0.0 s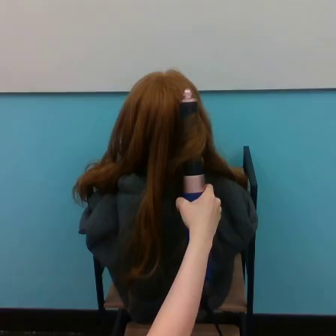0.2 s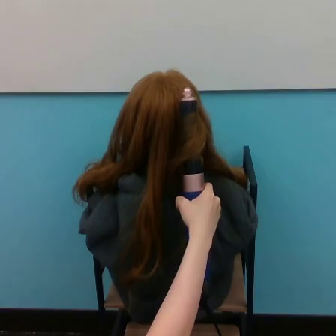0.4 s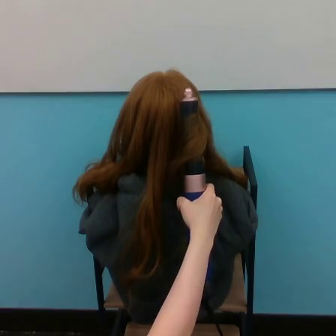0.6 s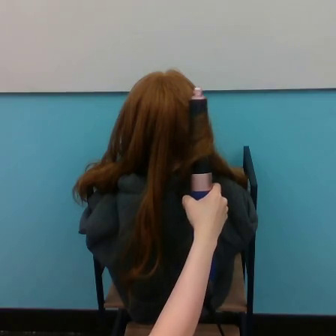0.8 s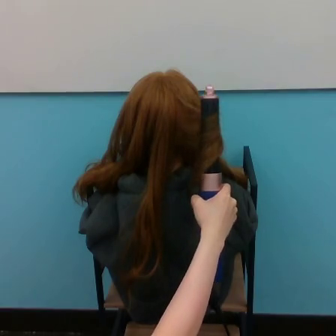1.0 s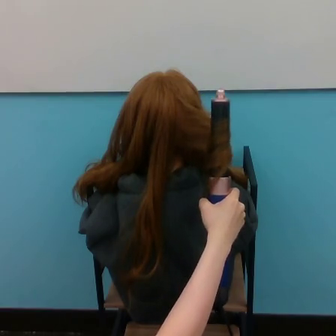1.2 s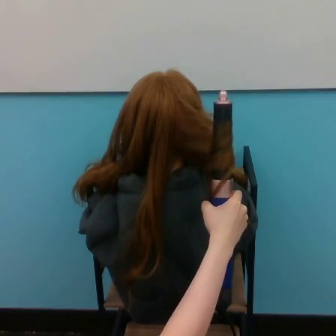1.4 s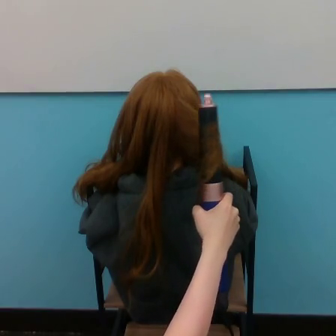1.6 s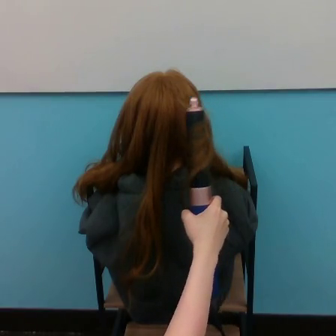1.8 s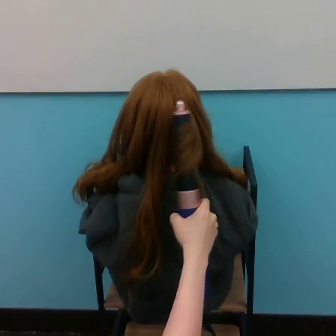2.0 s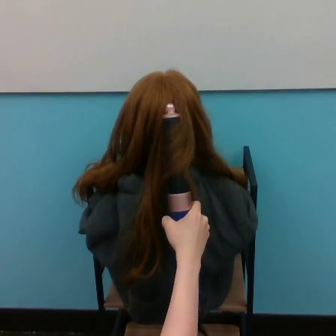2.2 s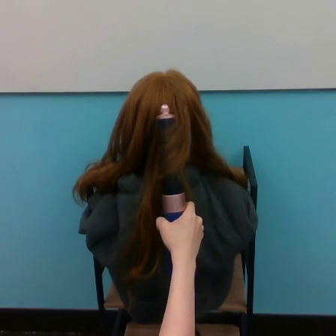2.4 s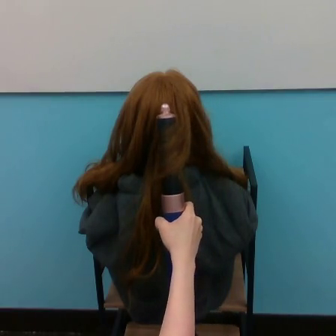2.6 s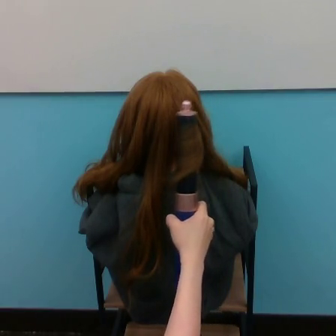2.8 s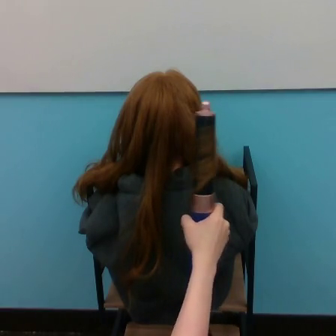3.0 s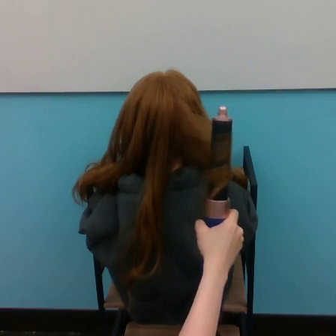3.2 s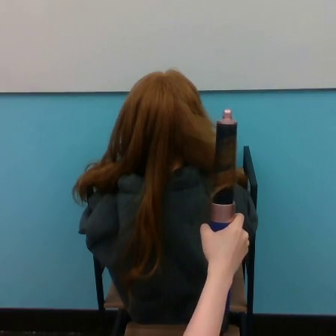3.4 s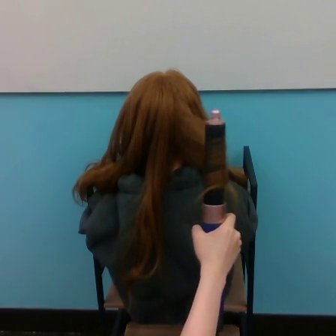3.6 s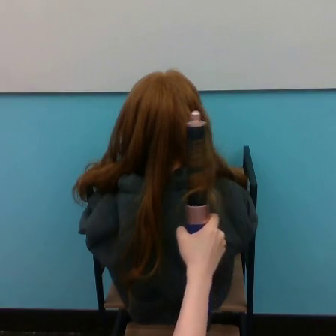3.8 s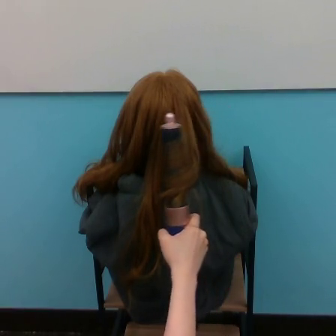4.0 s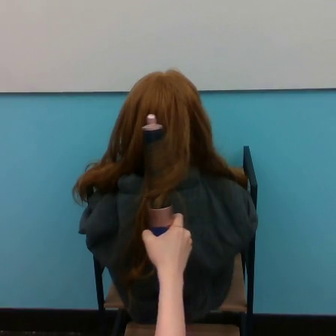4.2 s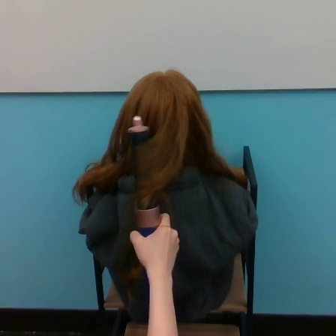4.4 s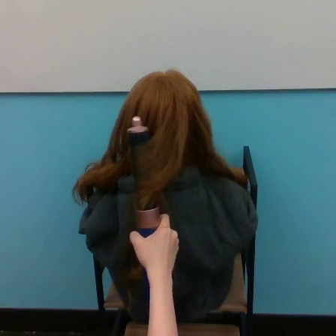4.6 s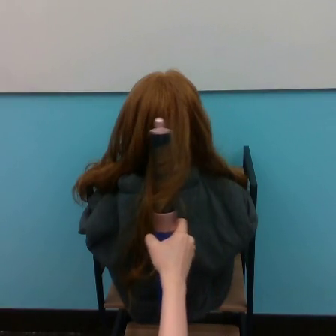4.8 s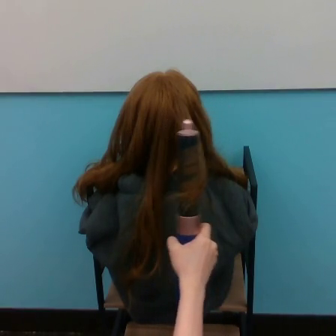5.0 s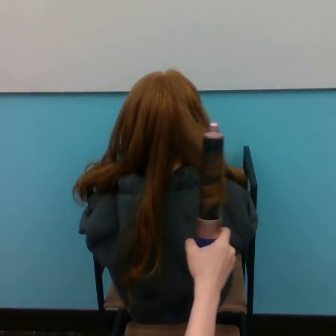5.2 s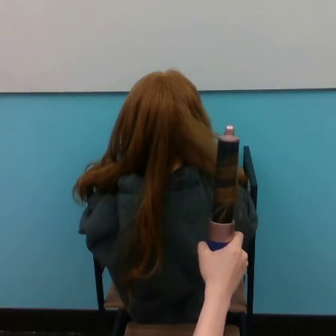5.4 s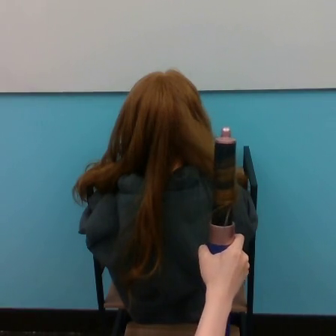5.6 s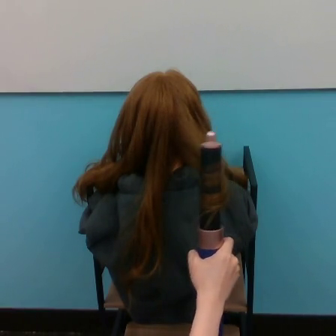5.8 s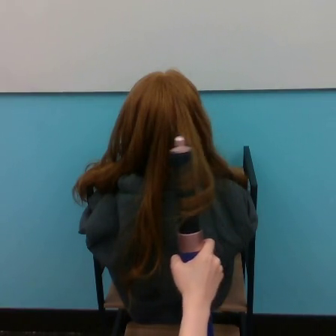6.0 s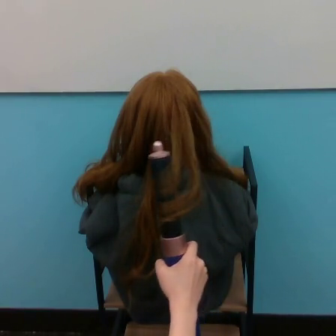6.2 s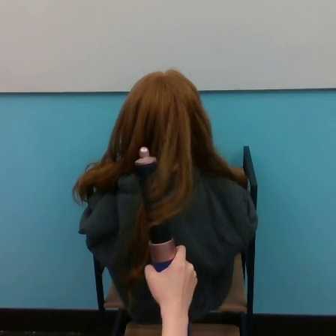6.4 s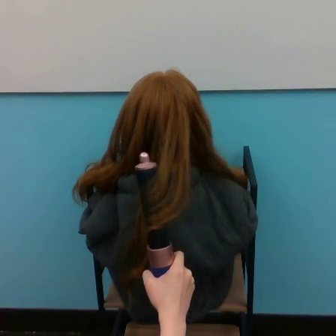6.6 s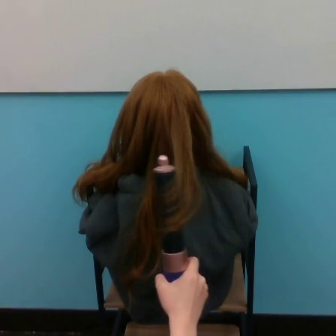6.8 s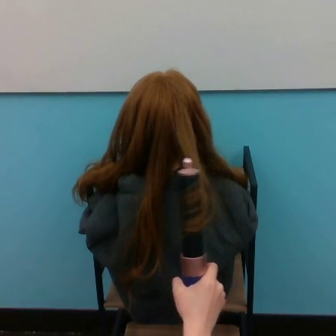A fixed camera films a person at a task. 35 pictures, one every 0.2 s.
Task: curl hair.
Motion: move downward, making horizontal oscillations to the left and to the right.
0.0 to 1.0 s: The hand goes to the right.
1.0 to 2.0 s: The hand goes to the left and downward.
2.0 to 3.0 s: The hand goes to the right.
3.0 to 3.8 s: The hand goes to the left.
3.8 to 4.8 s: The hand goes to the left, then to the right.
4.8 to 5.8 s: The hand goes to the right, then to the left.
5.8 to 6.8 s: The hand goes to the left, then to the right, on a counterclockwise arc.
